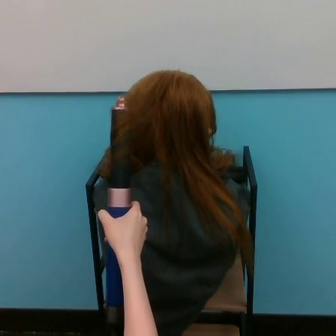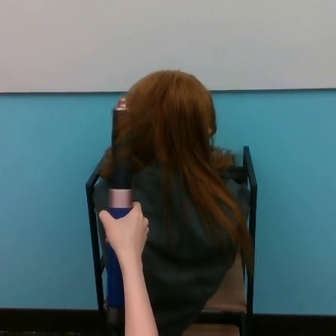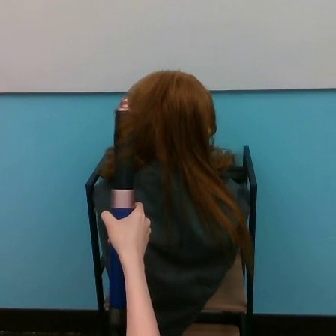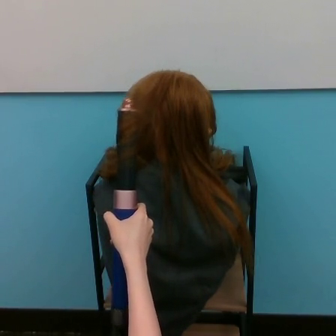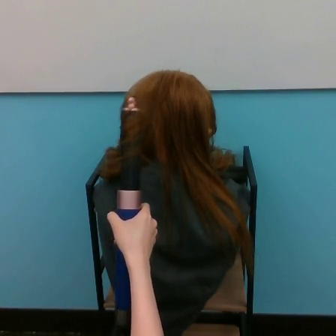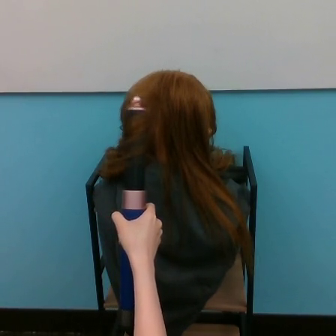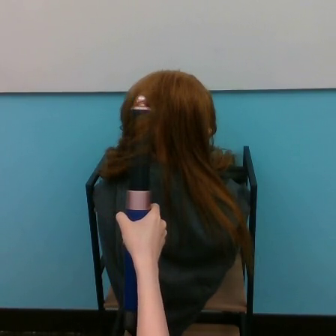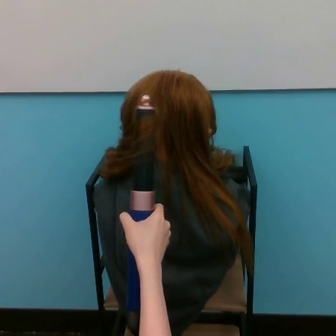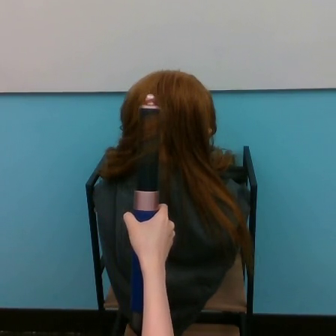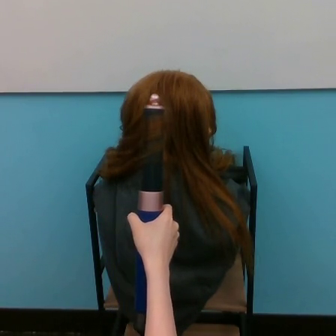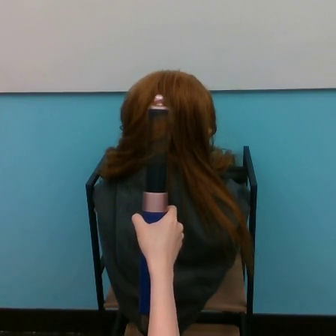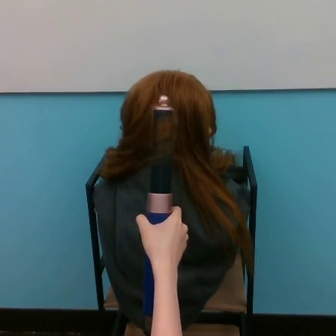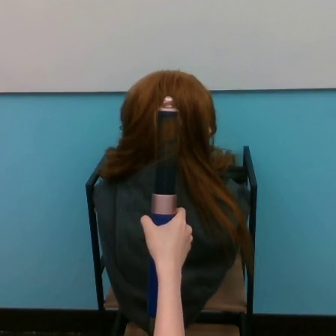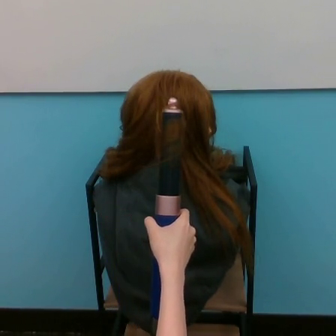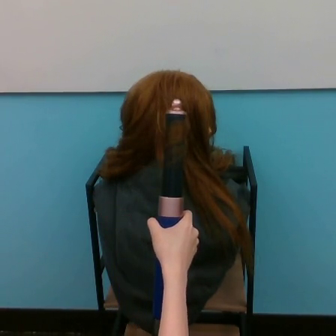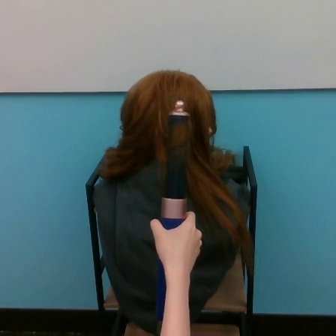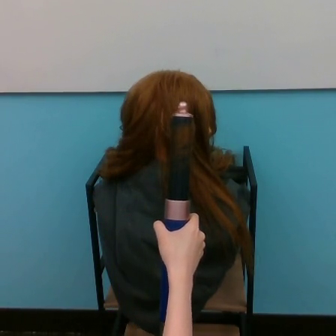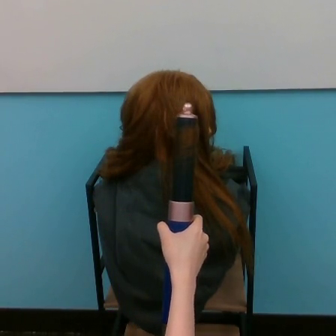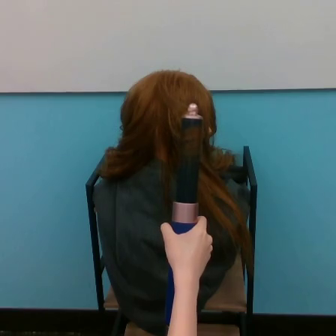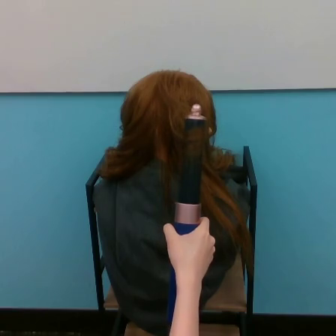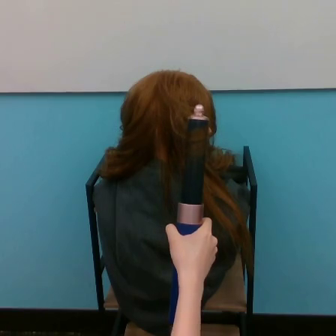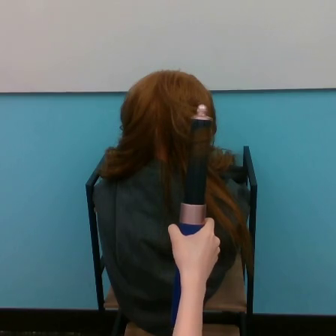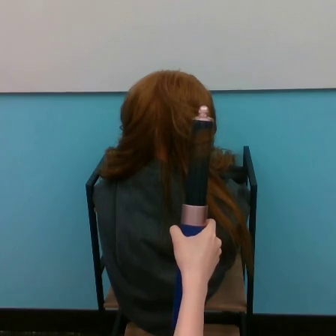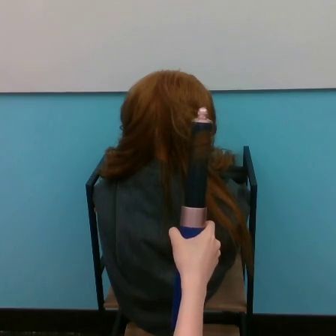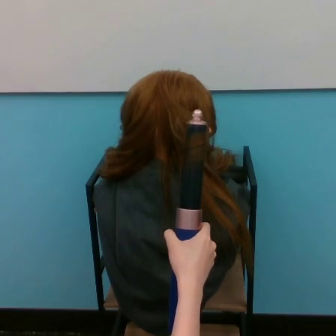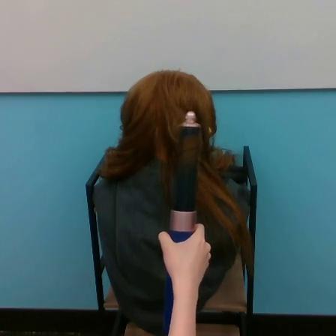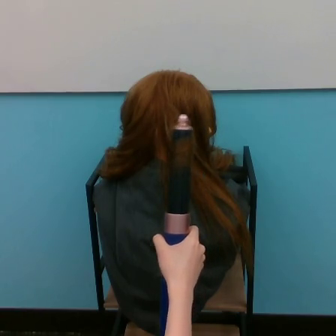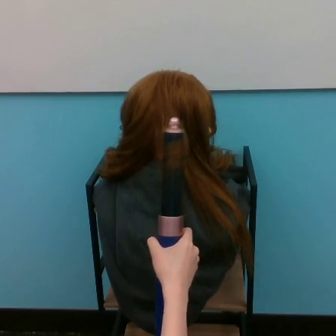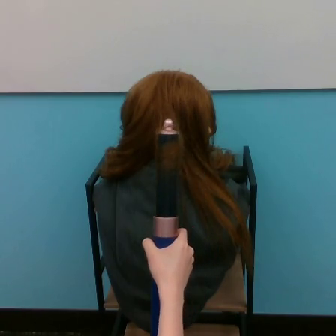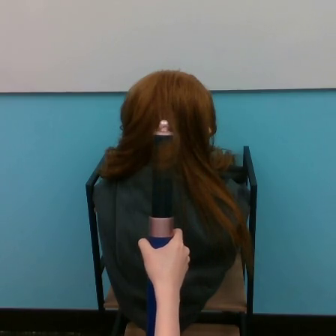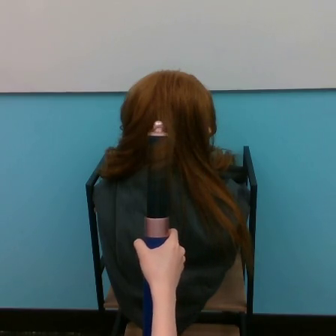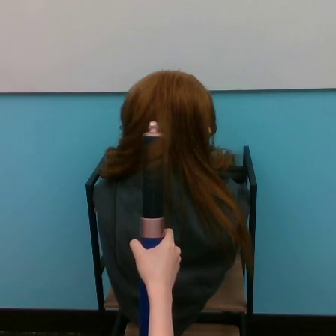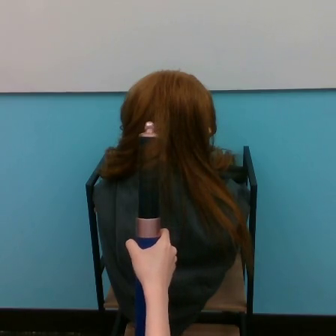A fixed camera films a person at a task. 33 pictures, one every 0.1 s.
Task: curl hair.
0.0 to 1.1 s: The hand goes to the right.
1.1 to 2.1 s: The hand goes to the right.
2.1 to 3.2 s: The hand goes to the left.
